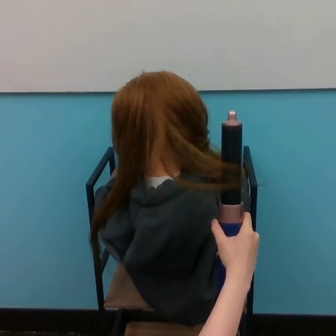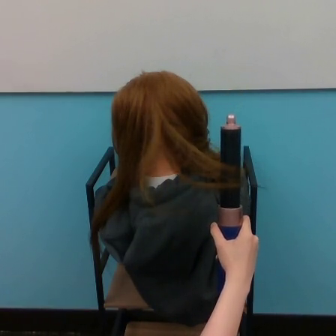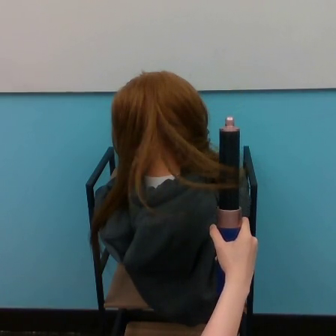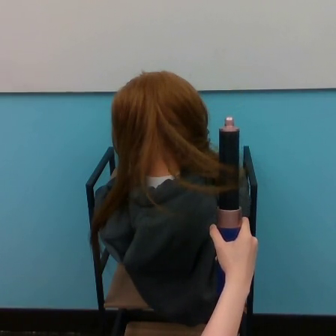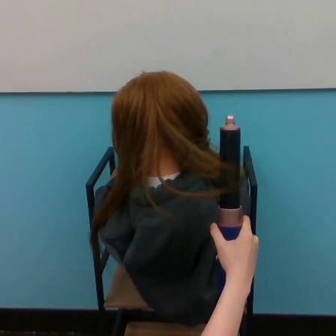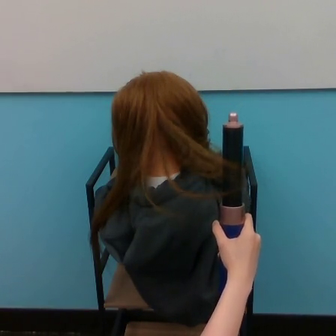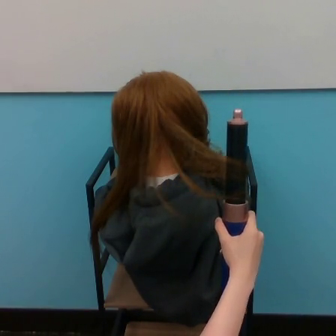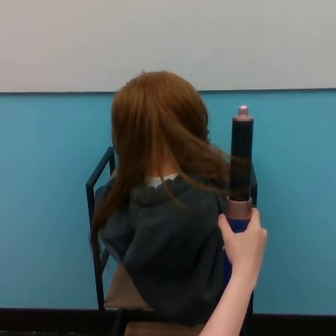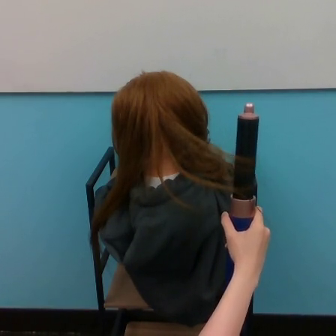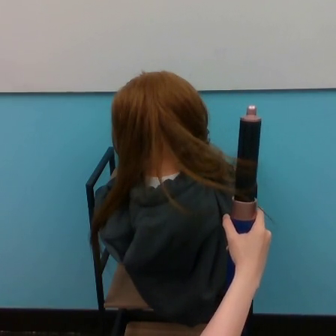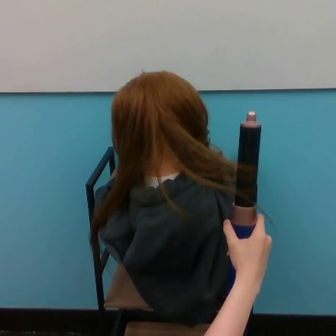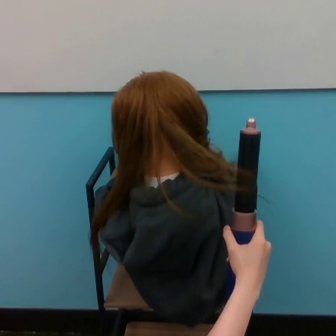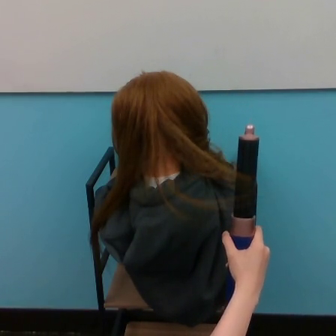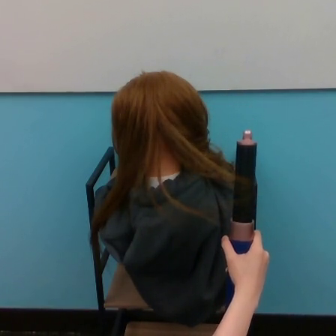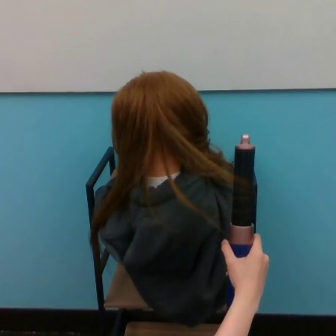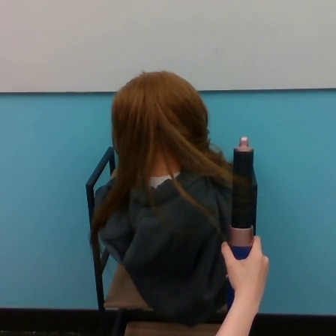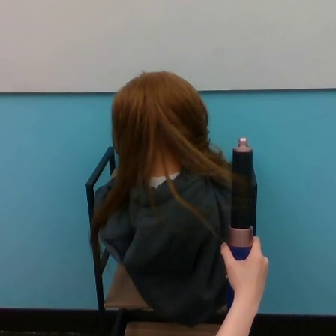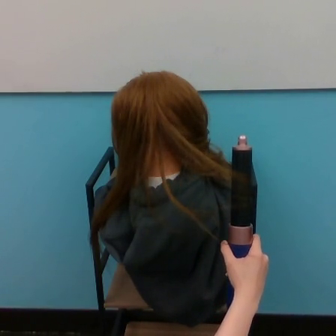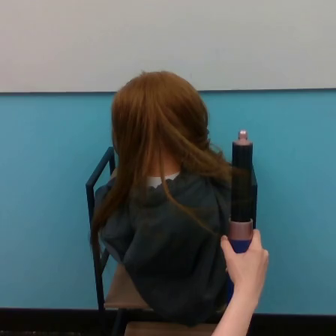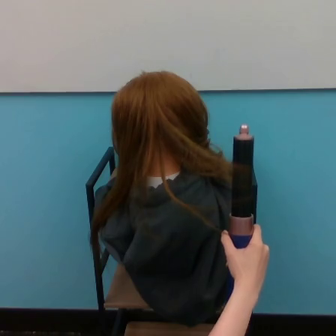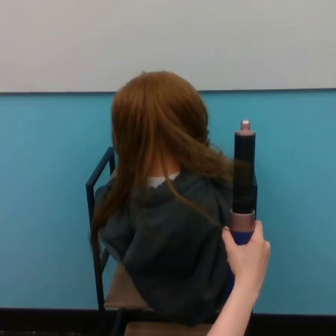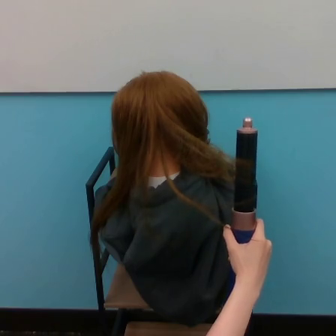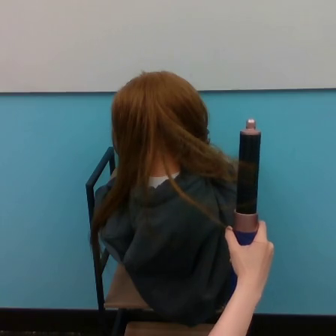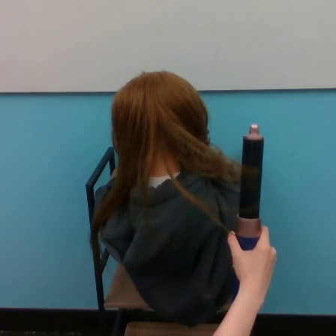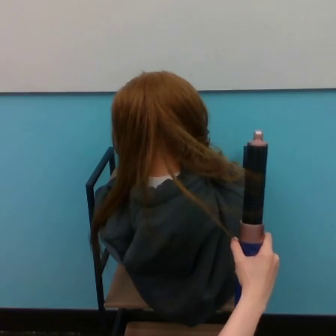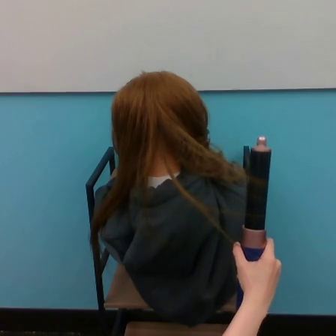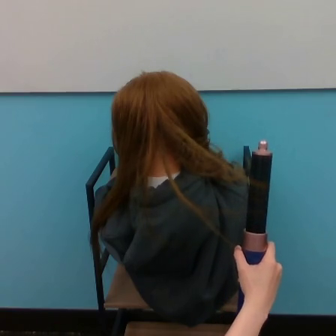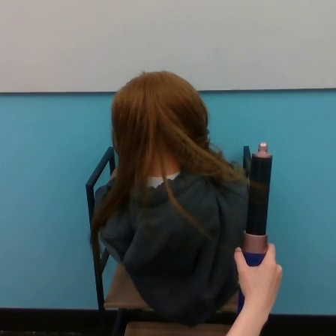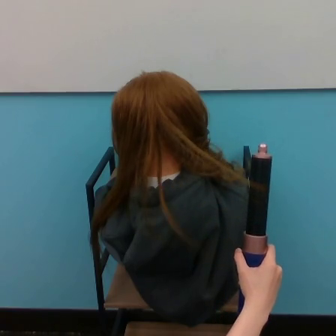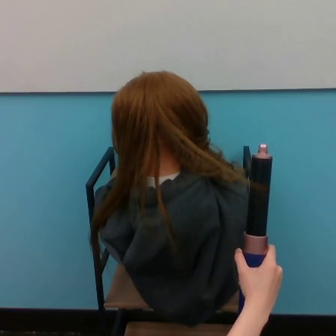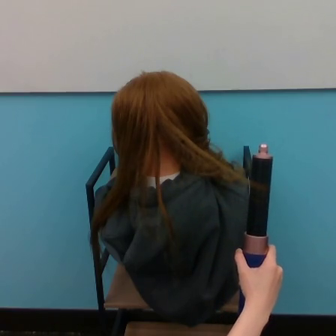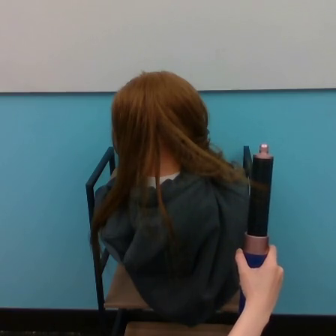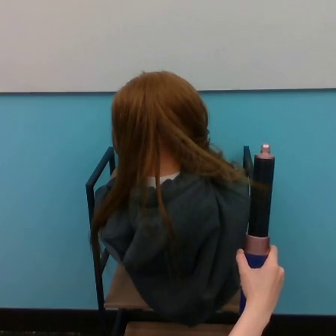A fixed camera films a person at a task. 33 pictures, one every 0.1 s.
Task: curl hair.
0.0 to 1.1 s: The hand moves only a little.
1.1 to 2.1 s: The hand goes downward, then upward.
2.1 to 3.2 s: The hand goes downward.
